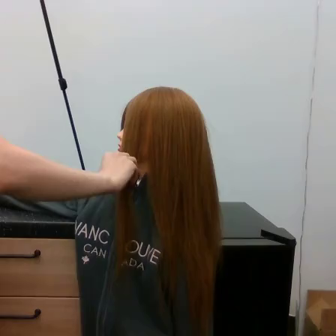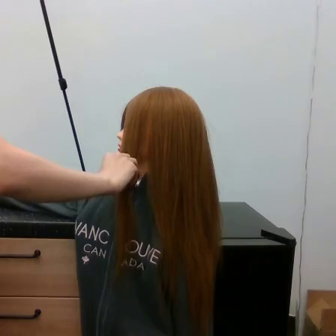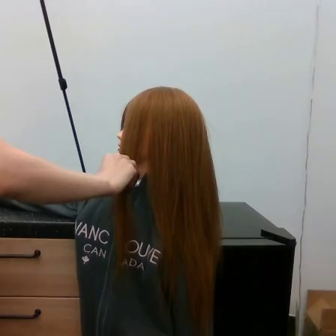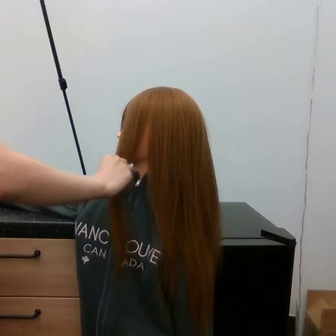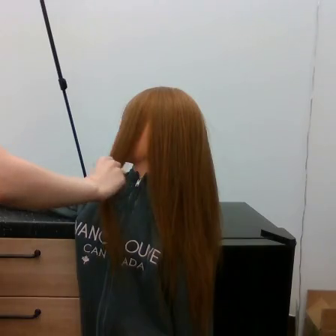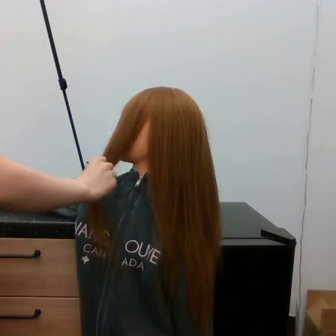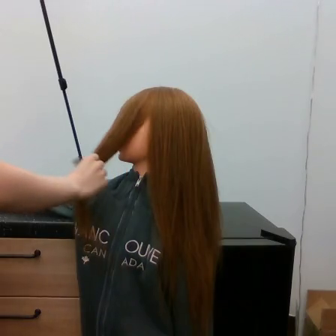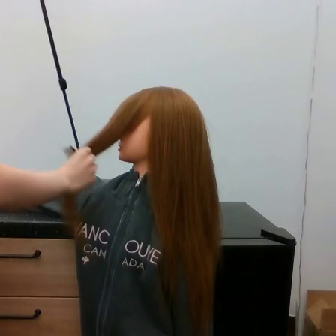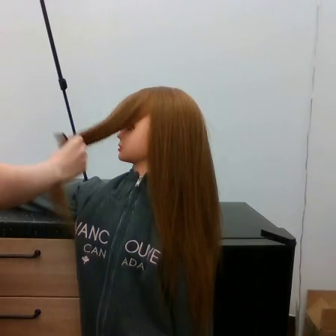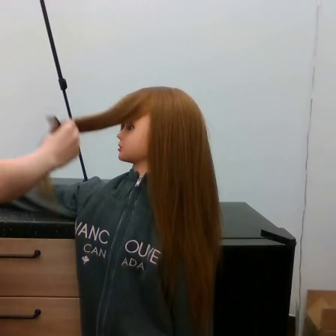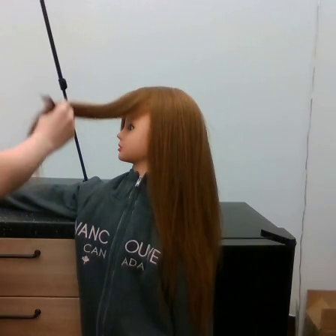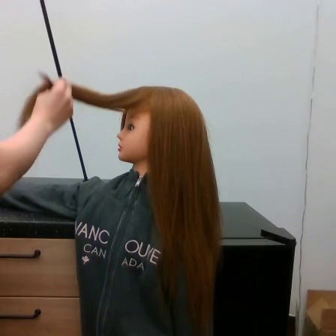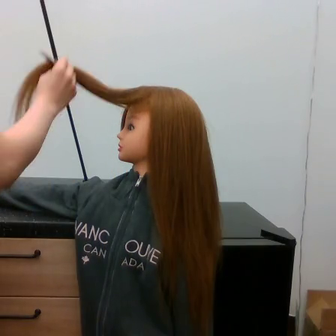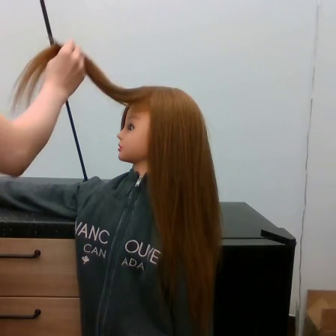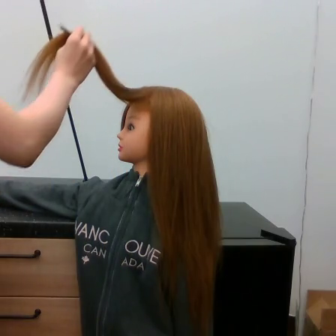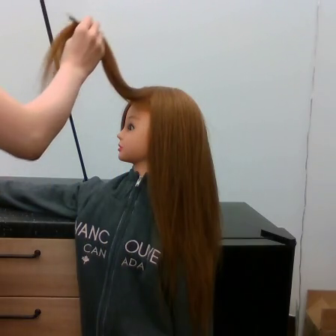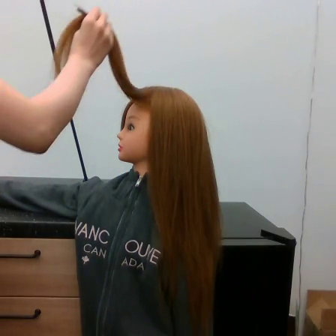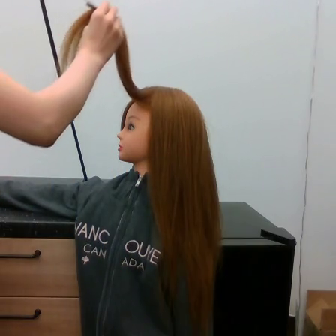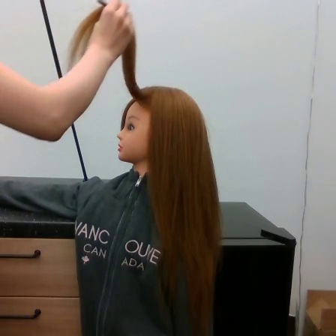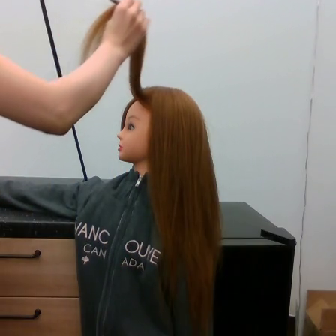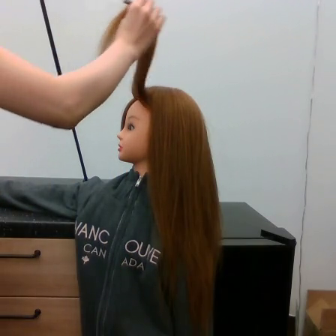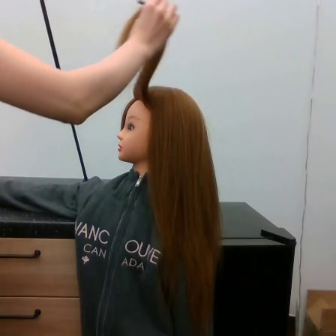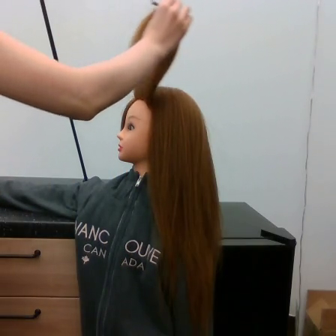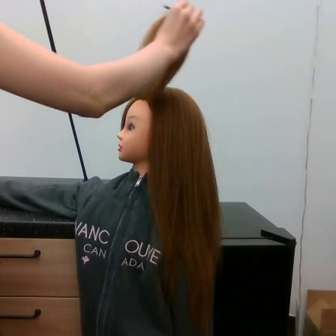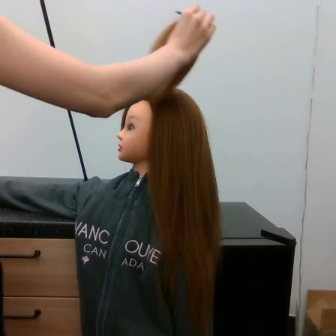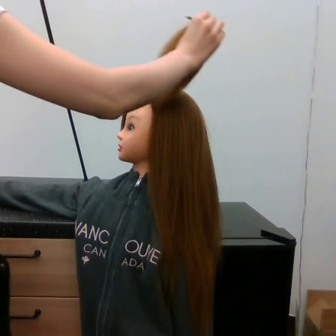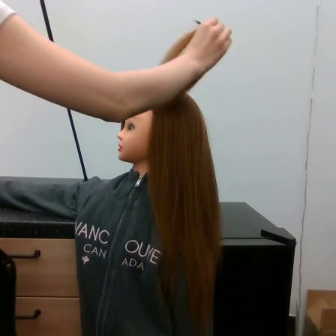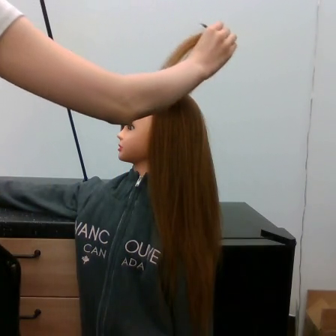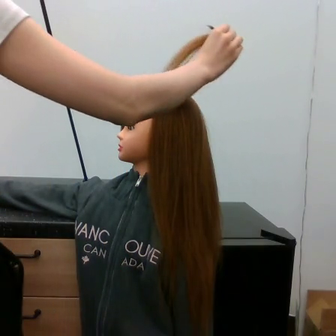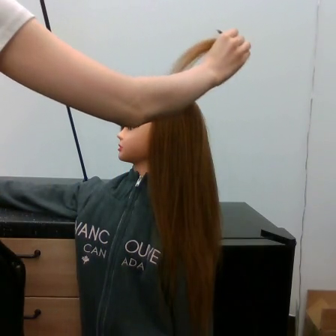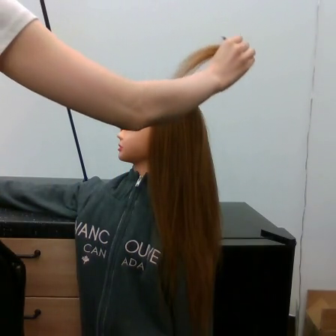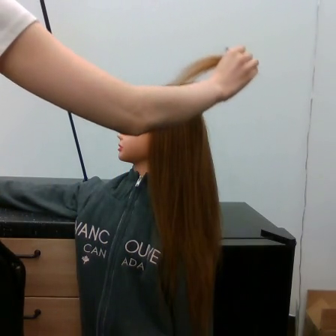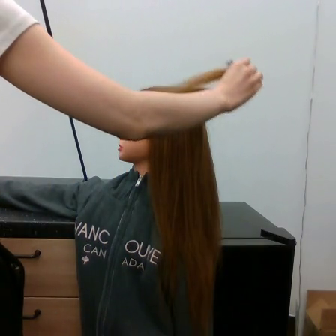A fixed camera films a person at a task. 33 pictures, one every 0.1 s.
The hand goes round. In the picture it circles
clockwise.
0.0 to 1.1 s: The hand goes upward and to the left, on a clockwise arc.
1.1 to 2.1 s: The hand goes to the right and upward.
2.1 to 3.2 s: The hand goes to the right and downward.
In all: It circles clockwise, turning through about 270 degrees.
Task: tidy side hair.
